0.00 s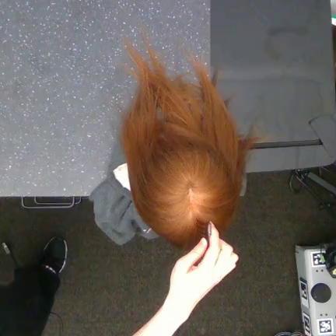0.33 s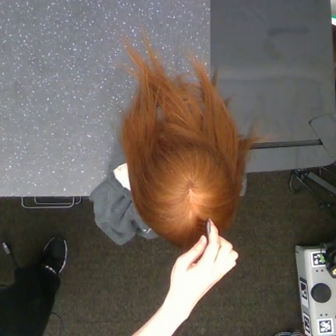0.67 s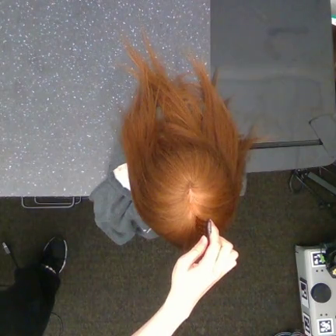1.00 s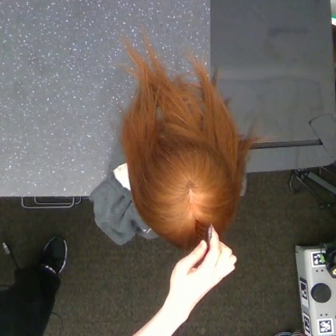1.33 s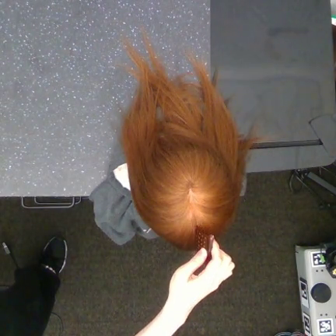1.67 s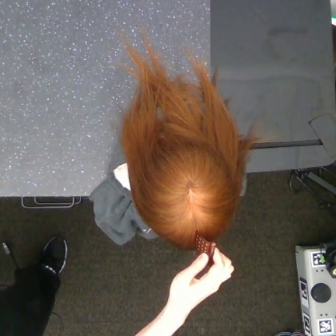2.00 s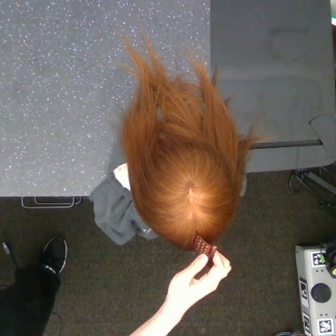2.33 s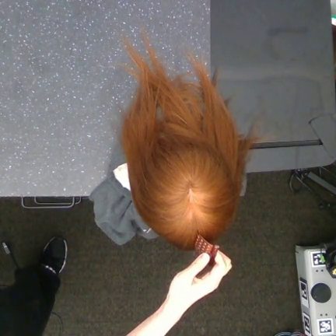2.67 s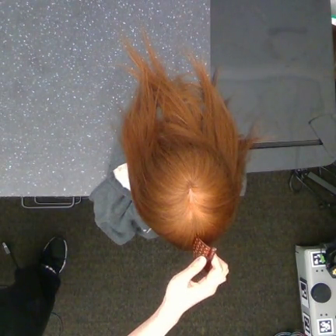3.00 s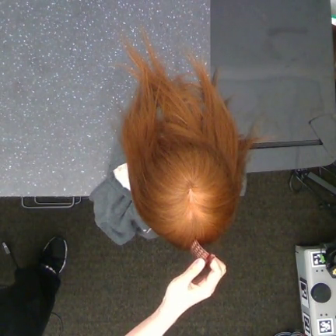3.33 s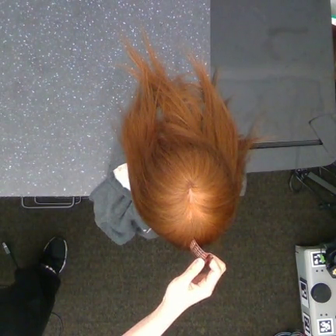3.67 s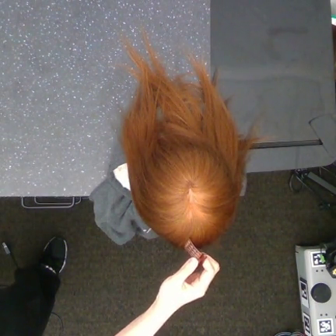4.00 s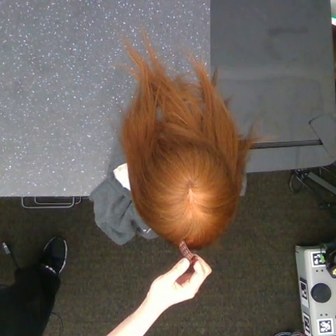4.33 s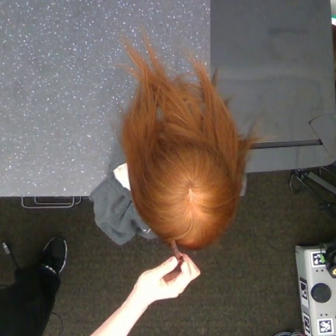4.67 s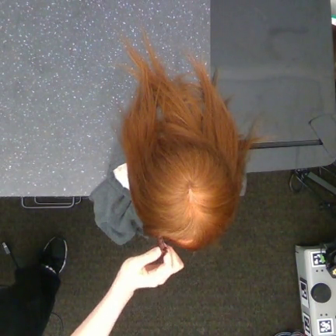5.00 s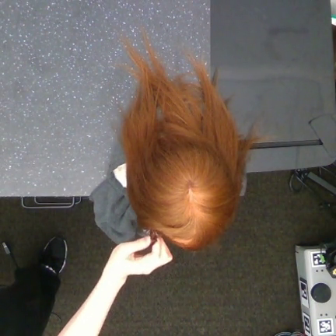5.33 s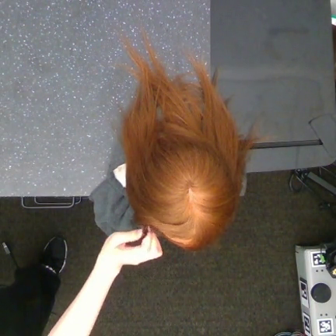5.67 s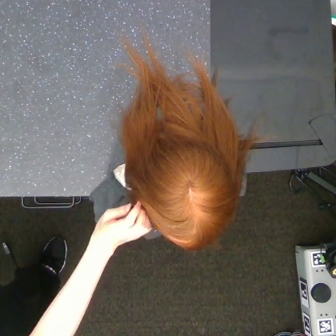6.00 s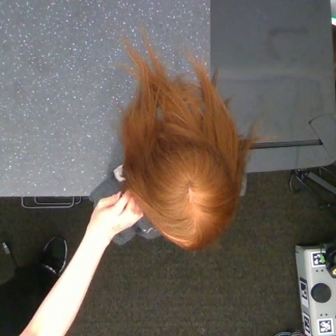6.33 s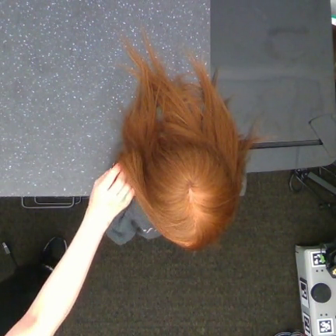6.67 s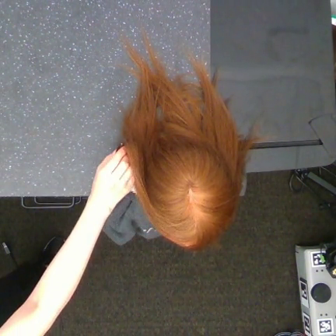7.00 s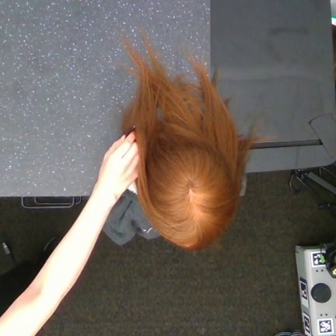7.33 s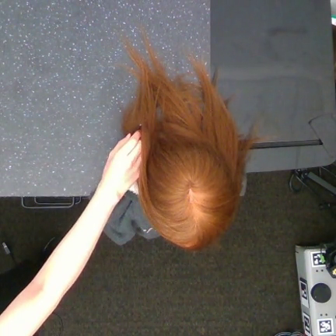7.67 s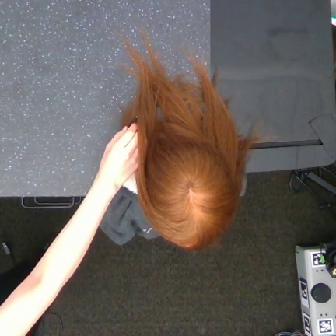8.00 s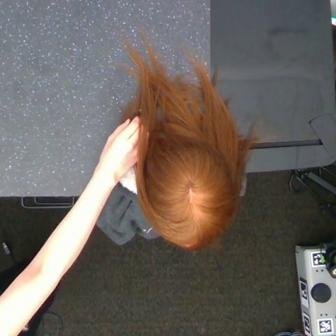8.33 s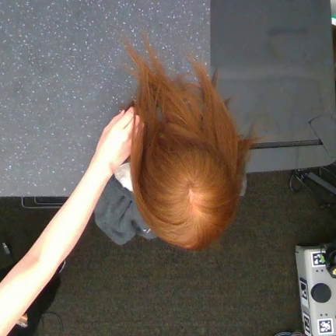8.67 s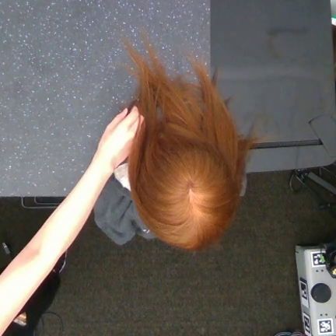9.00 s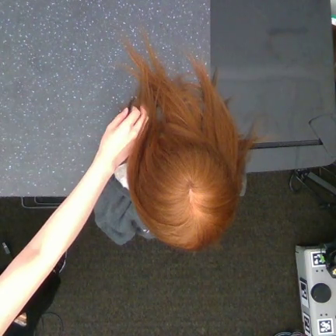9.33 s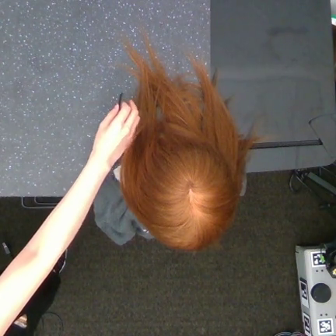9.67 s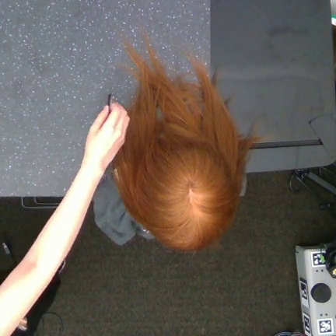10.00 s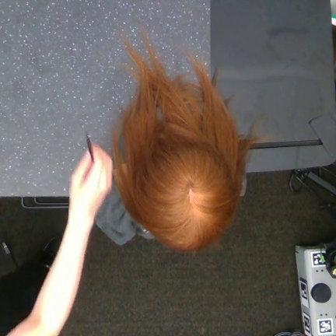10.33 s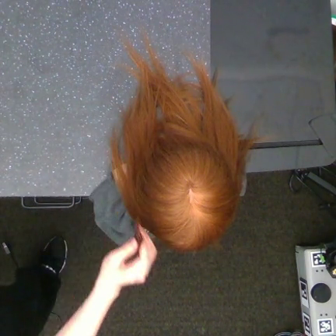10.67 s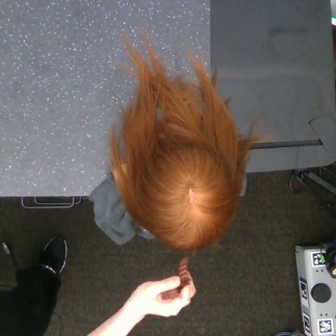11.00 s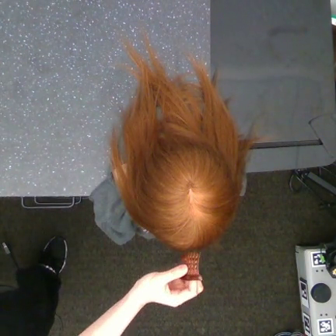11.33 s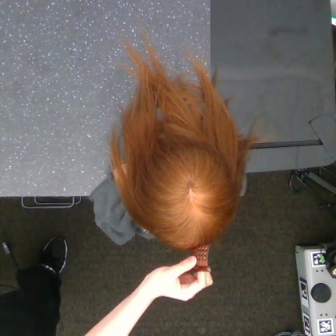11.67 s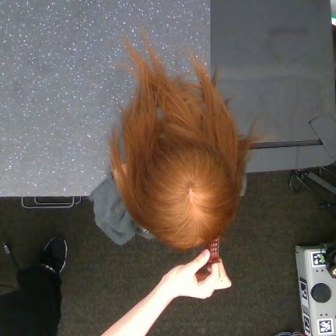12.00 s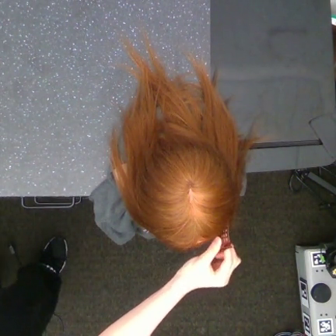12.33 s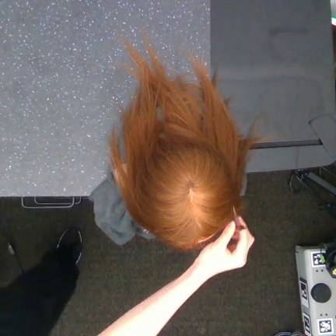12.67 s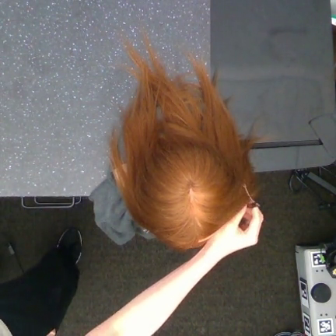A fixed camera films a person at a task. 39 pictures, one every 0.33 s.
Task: tidy front hair.
Motion: move upward and to the left, move downward and to the right, then move upward and to the right.
0.00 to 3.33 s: The hand goes downward.
3.33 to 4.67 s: The hand goes to the left.
4.67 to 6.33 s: The hand goes upward and to the left.
6.33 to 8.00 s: The hand goes upward.
8.00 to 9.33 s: The hand goes upward.
9.33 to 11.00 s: The hand goes downward, on a counterclockwise arc.
11.00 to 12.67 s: The hand goes to the right and upward.
